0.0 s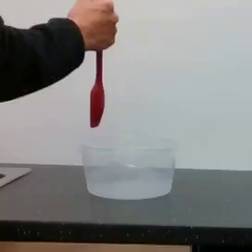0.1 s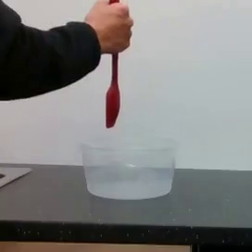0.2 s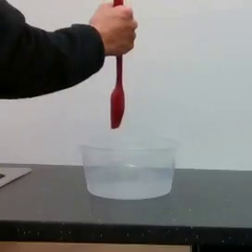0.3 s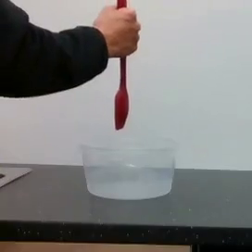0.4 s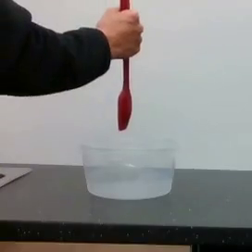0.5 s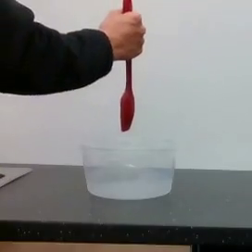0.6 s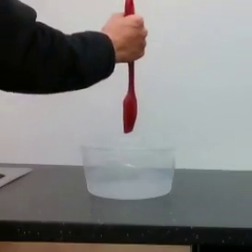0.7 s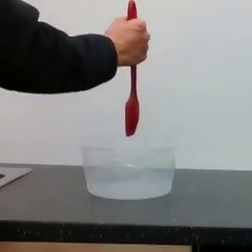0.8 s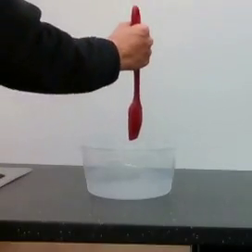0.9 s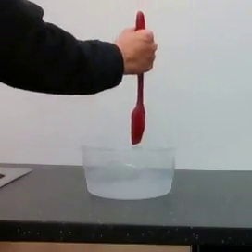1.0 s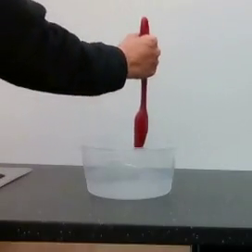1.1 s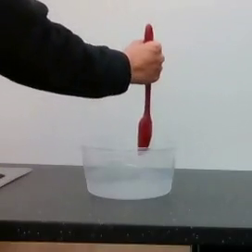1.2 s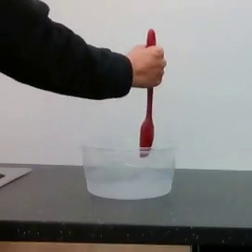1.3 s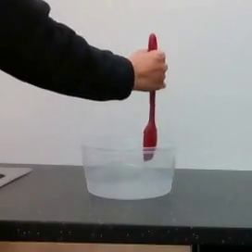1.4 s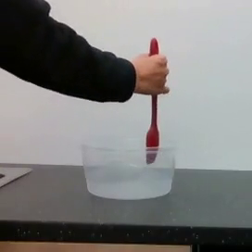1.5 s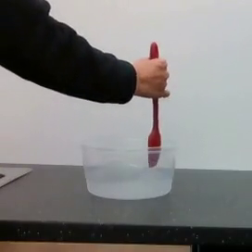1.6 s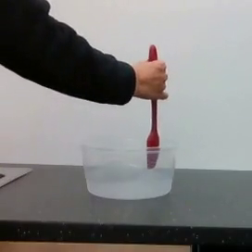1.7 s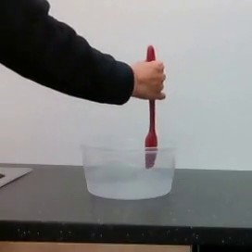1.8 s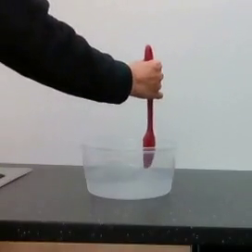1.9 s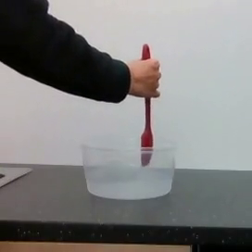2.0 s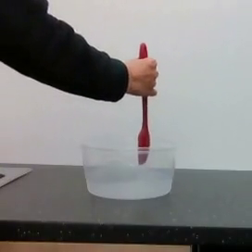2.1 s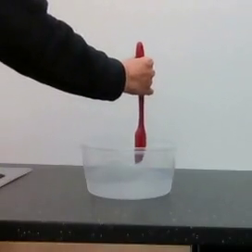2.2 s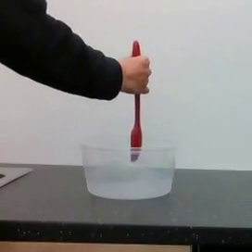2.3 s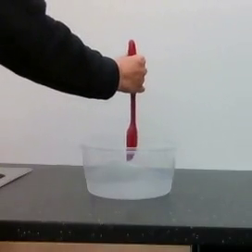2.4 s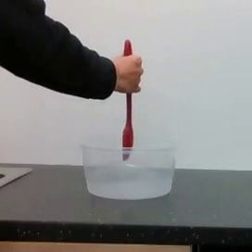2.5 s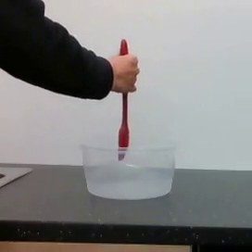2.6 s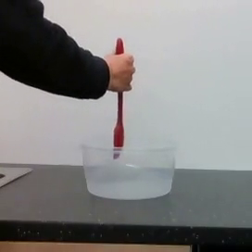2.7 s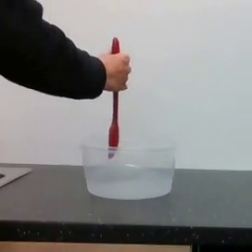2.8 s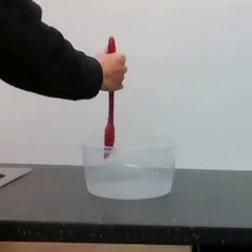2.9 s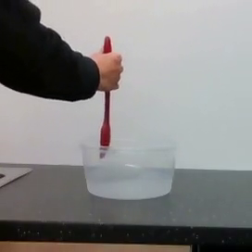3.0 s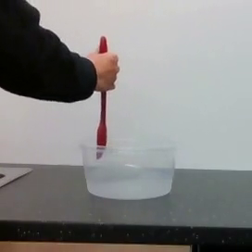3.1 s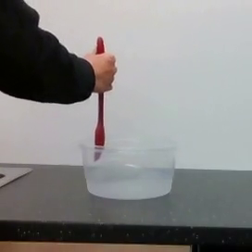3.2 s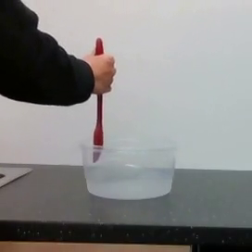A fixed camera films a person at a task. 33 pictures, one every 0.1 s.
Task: stir.
0.0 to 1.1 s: The hand goes to the right and downward.
1.1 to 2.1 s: The hand goes downward, then to the left, on a clockwise arc.
2.1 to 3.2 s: The hand goes to the left.
